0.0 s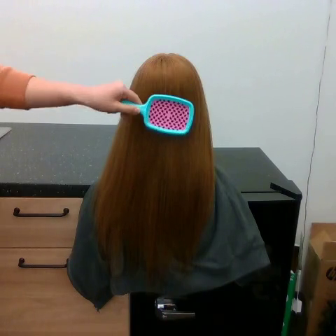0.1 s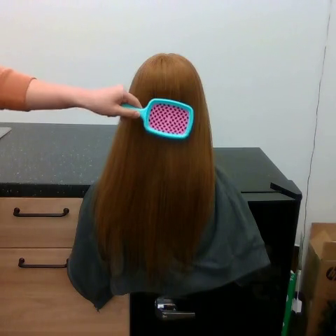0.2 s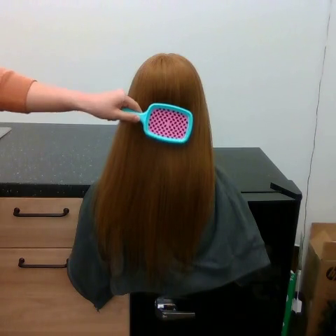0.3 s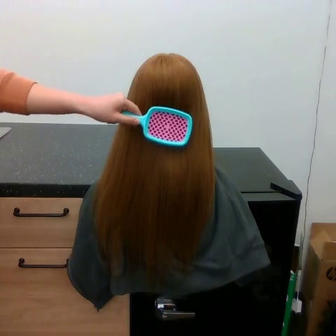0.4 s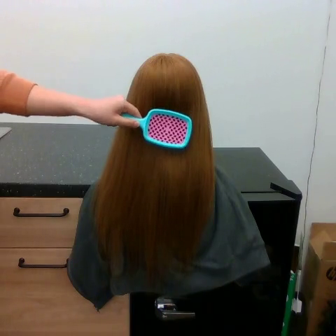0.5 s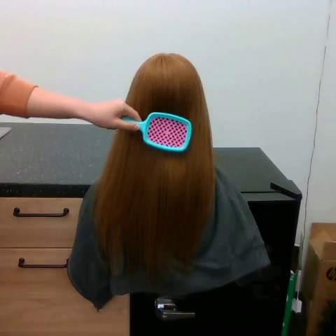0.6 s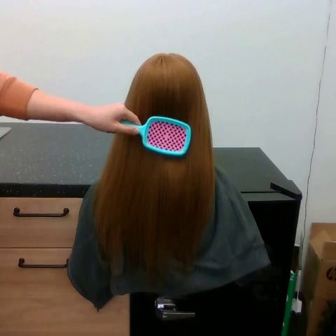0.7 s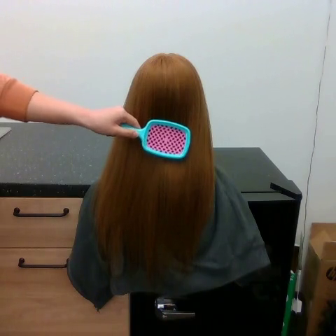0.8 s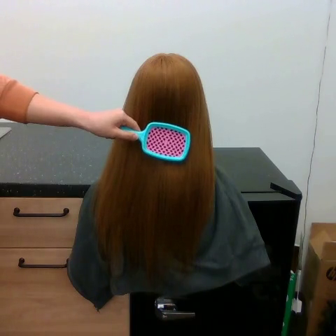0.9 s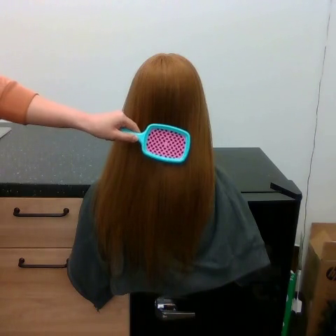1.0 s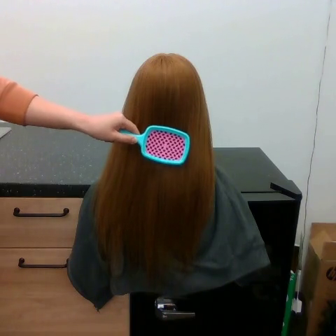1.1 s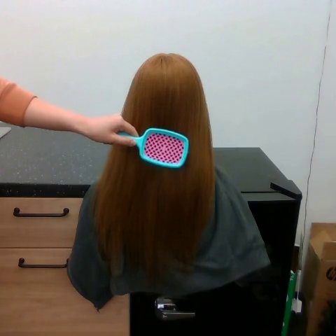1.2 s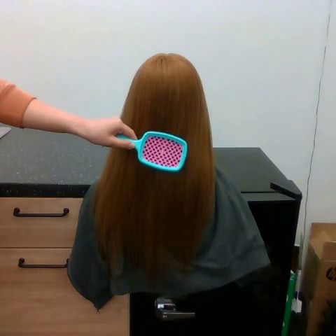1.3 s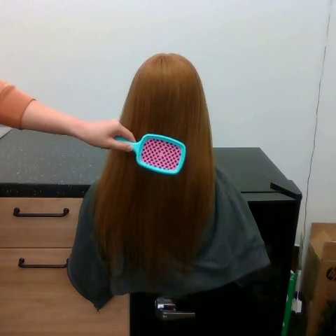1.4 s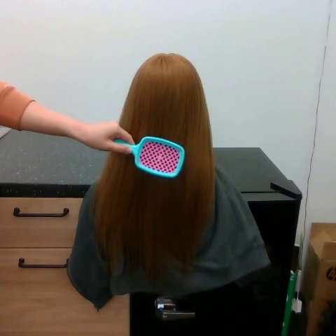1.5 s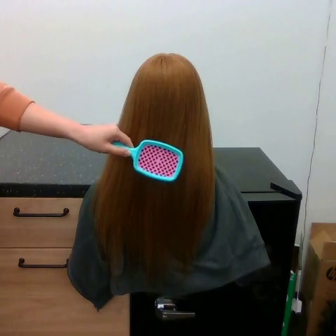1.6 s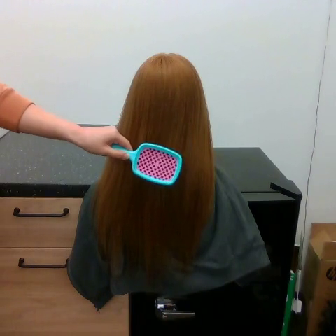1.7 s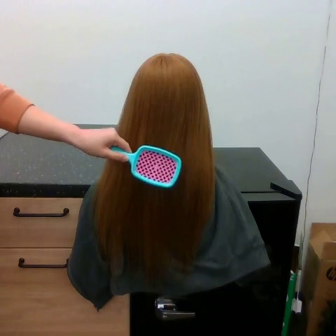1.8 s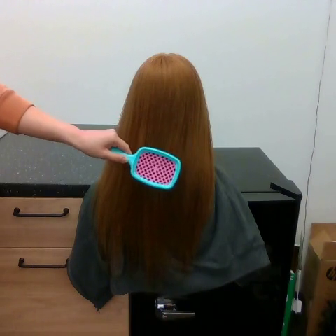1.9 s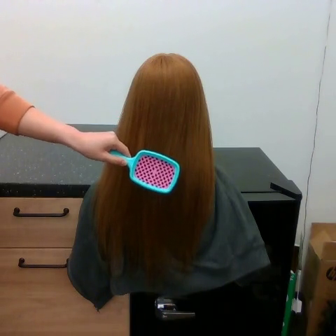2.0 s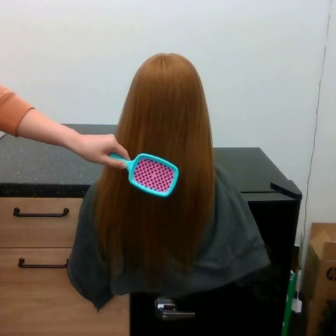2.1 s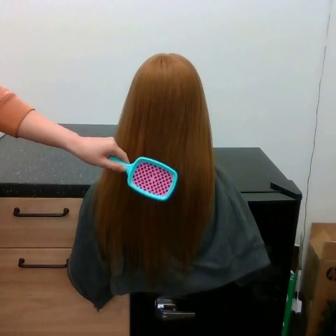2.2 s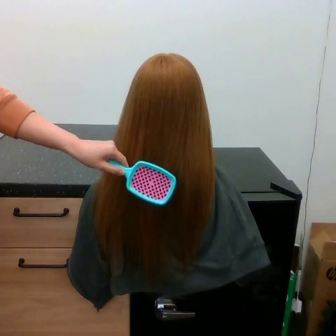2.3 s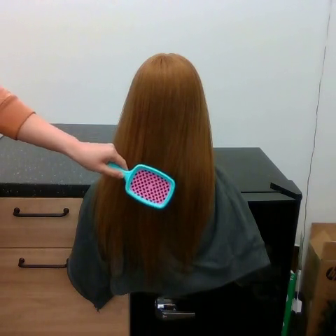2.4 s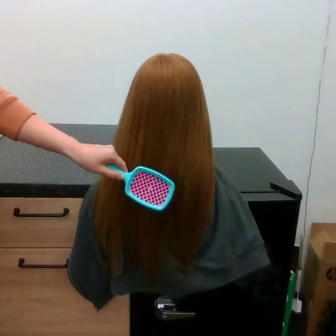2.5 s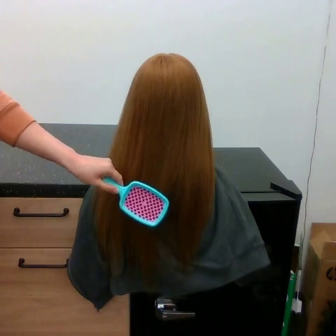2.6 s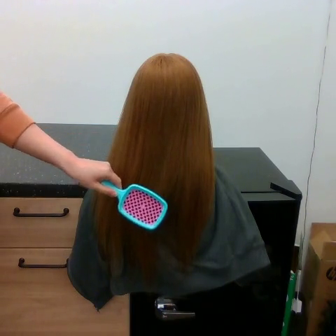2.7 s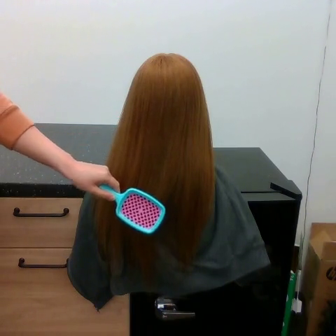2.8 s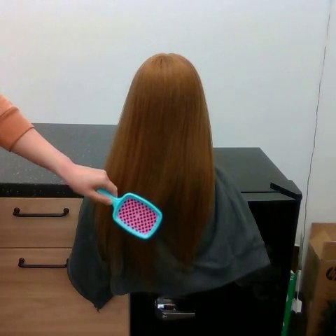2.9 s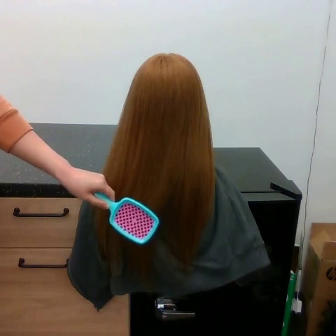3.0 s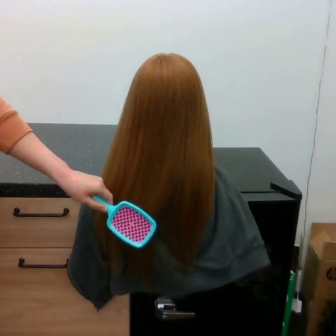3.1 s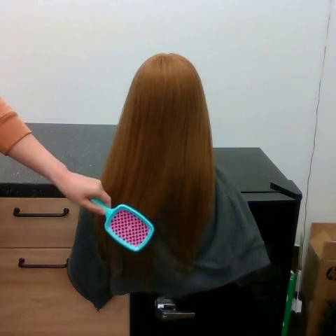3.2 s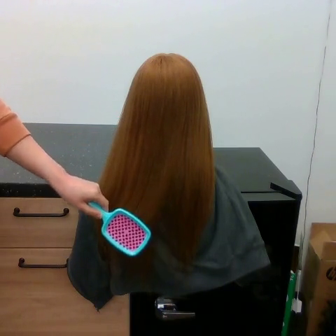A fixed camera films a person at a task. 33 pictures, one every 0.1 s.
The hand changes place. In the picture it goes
downward.
0.0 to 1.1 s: The hand goes downward.
1.1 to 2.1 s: The hand goes downward.
2.1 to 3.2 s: The hand goes downward and to the left.
Task: brush hair.
